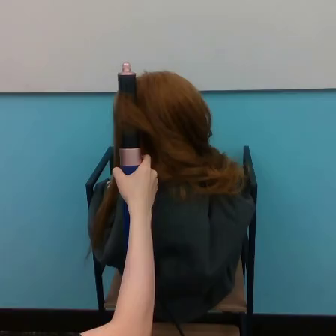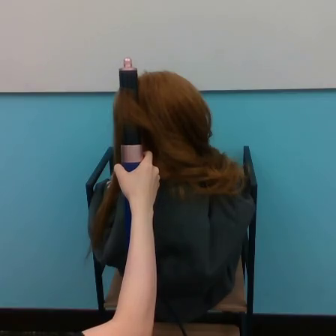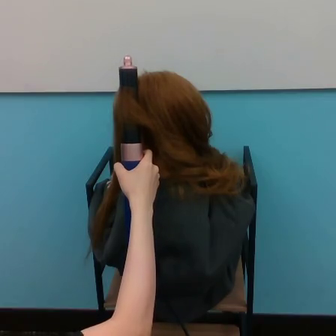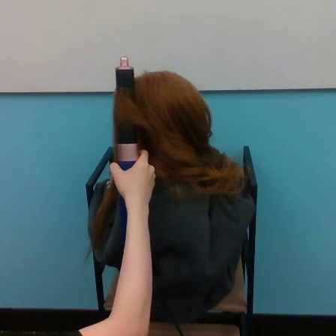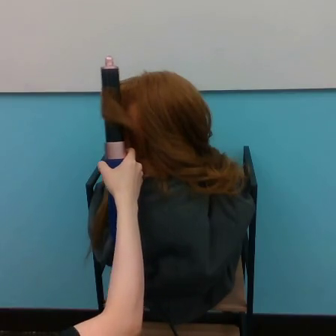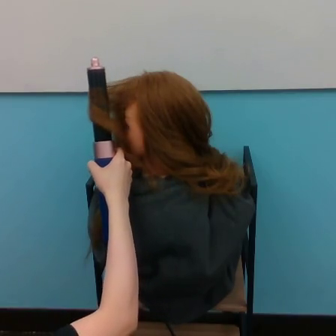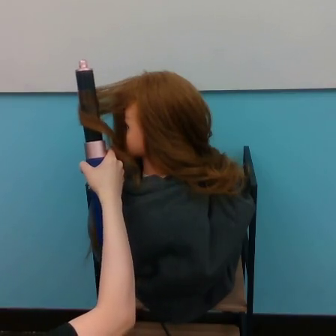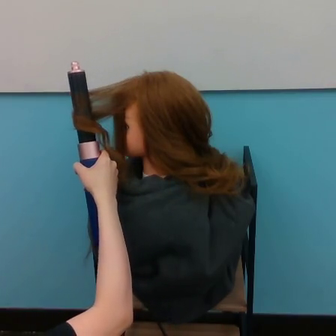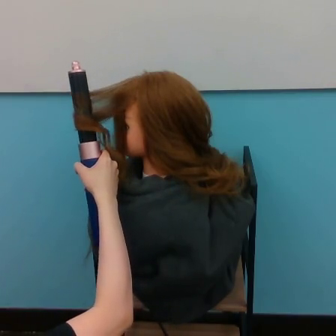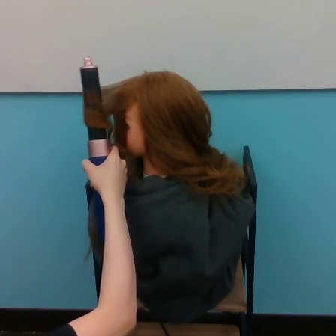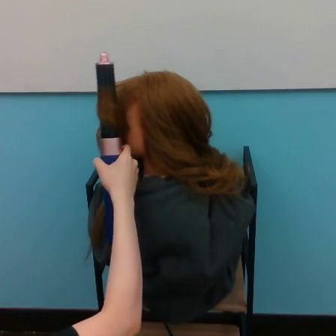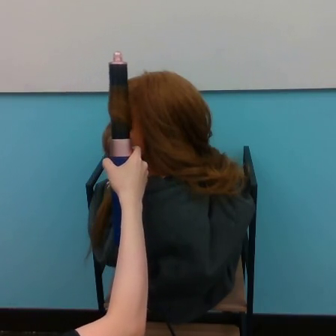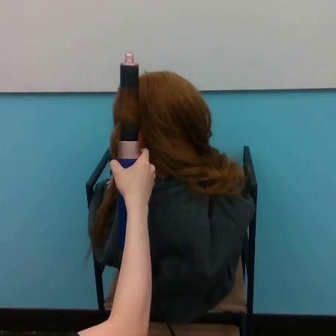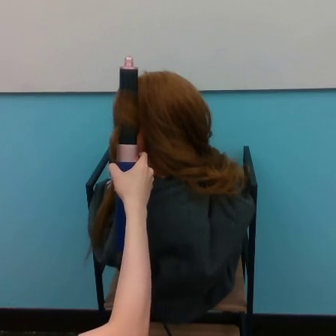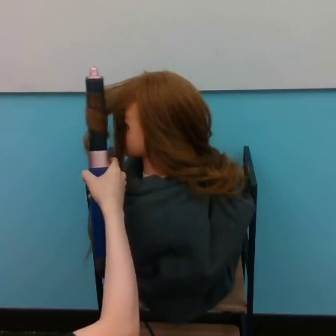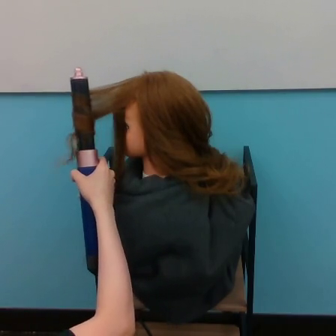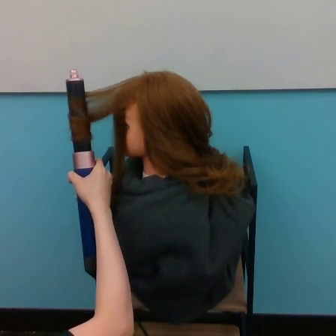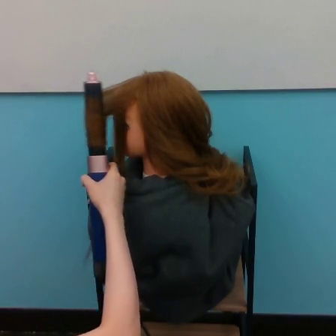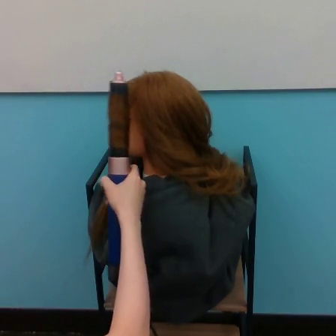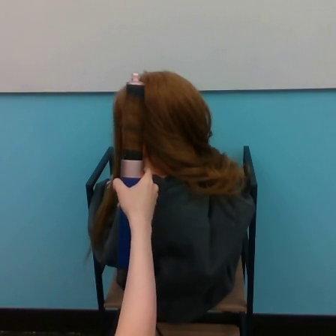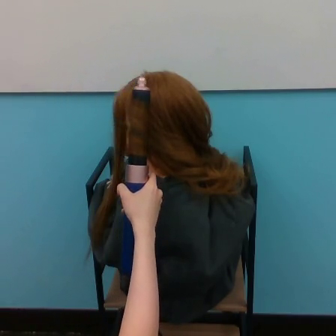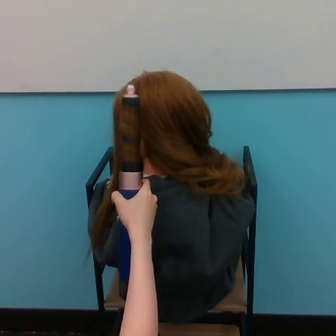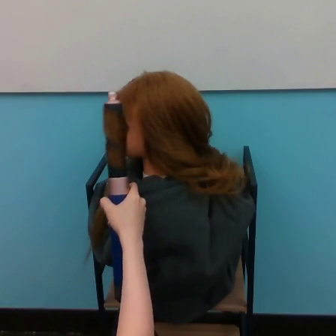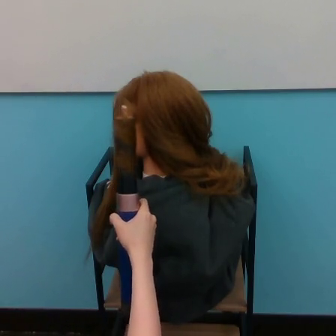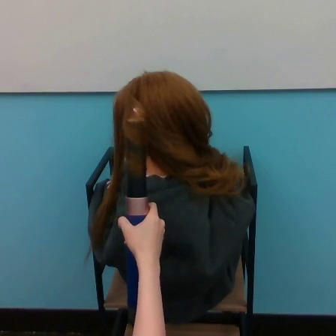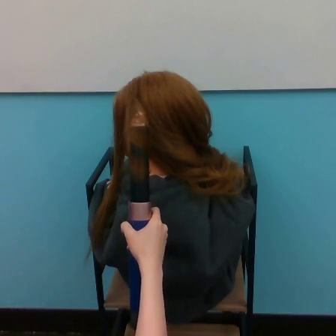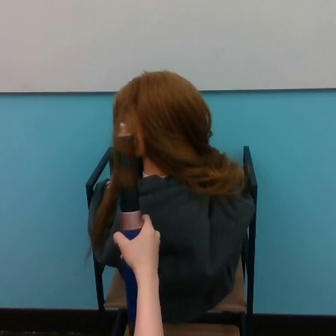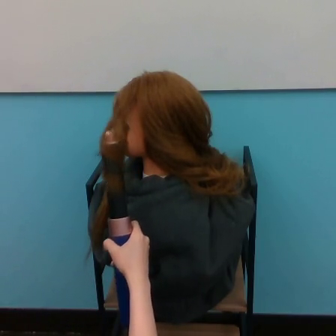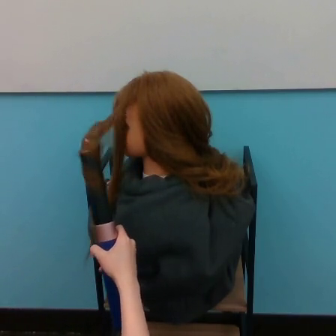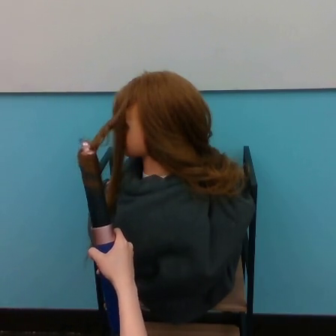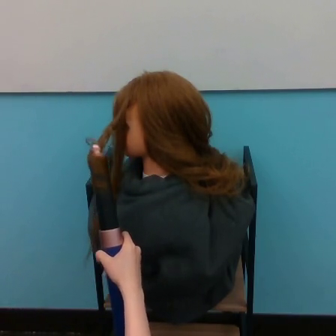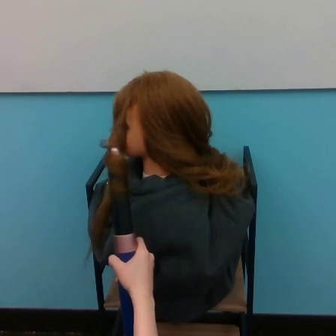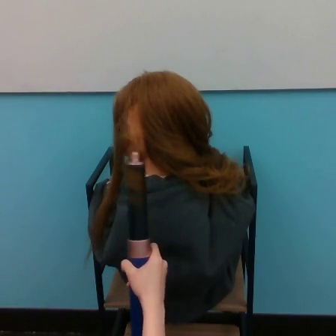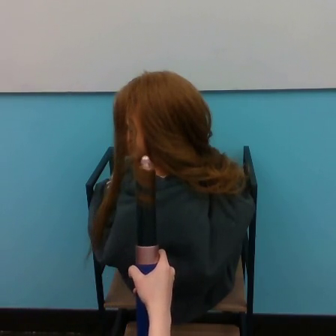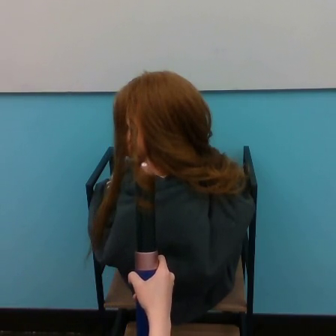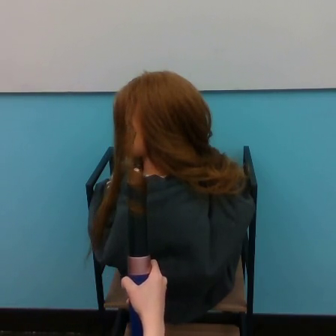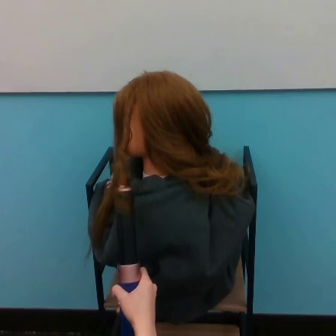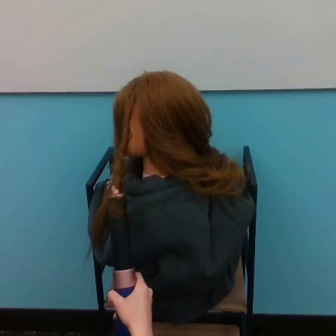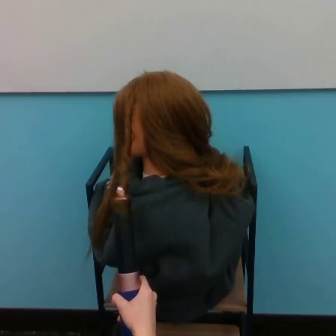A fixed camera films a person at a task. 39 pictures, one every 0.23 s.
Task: curl hair.
Motion: move downward, making horizontal oscillations to the left and to the right.
0.00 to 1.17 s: The hand goes to the left.
1.17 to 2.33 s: The hand goes to the left, then to the right.
2.33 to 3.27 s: The hand goes to the right, then to the left.
3.27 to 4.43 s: The hand goes to the right.
4.43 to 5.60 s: The hand goes downward.
5.60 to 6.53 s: The hand goes to the left and downward, on a clockwise arc.
6.53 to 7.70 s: The hand goes to the right and downward.
7.70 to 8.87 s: The hand goes downward and to the left.
